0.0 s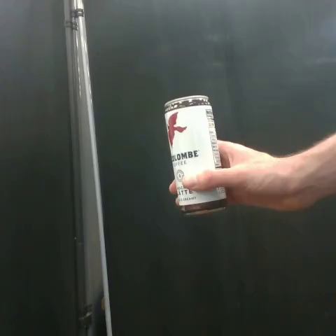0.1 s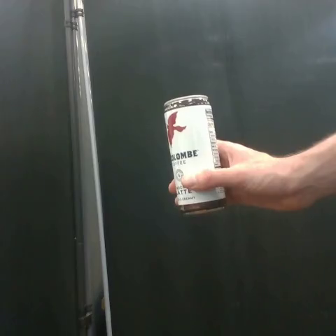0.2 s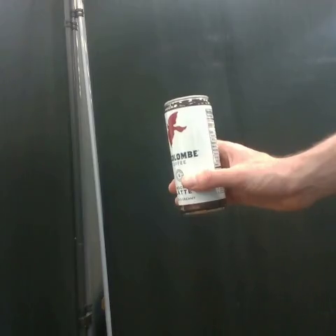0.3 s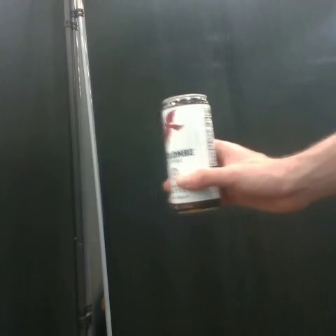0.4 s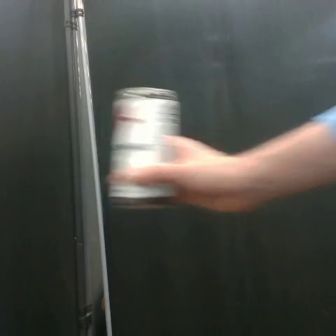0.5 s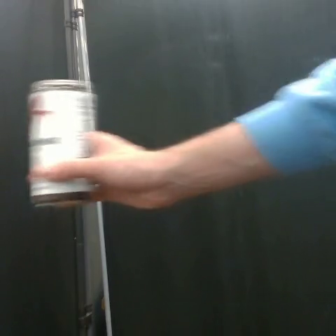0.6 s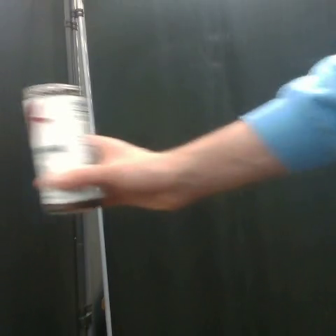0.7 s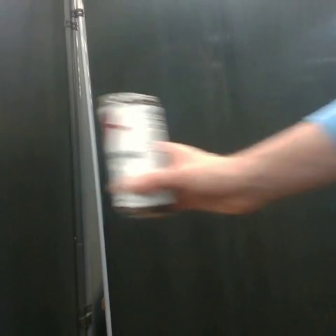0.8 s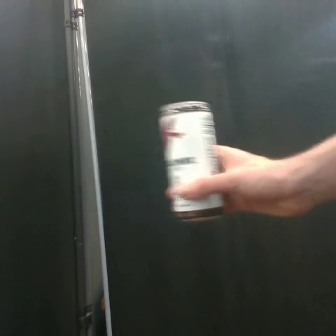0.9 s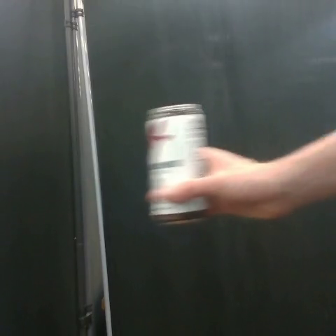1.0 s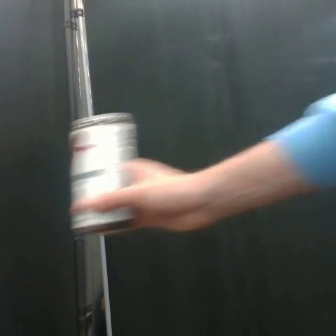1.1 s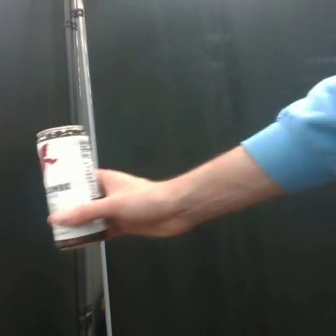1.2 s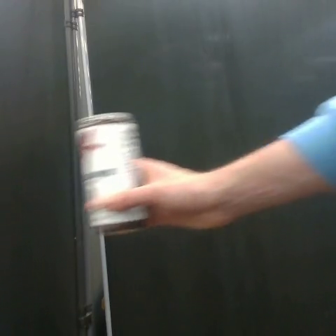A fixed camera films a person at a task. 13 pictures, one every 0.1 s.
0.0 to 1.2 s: The hand goes to the left, then to the right.
Task: shake the coffee can.
Motion: move to the left and to the right for 2 times.
